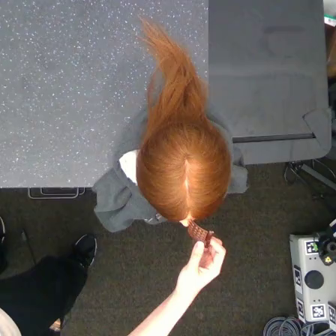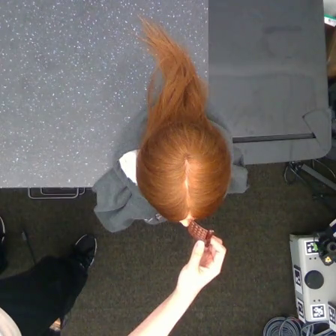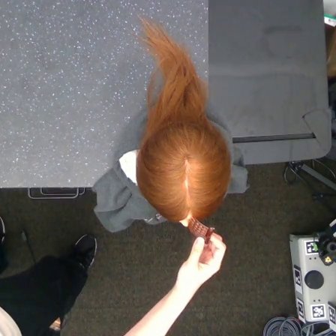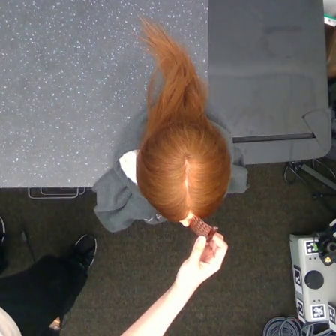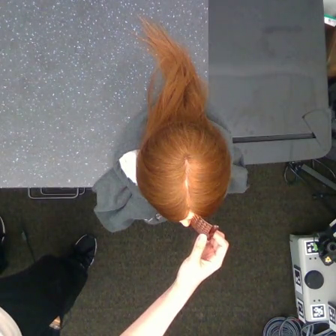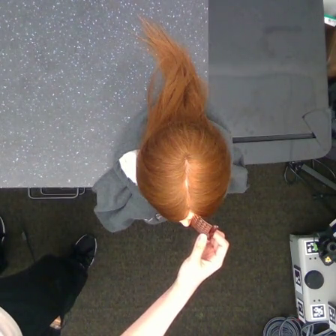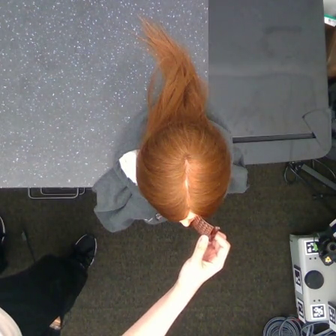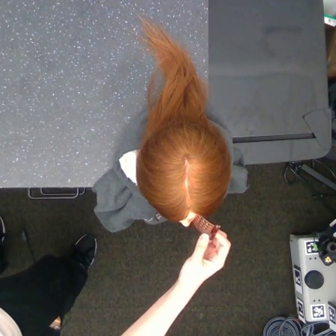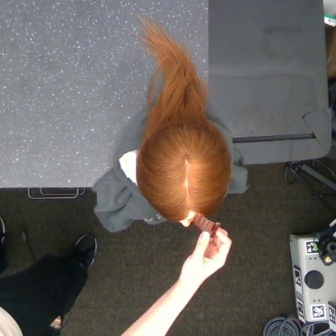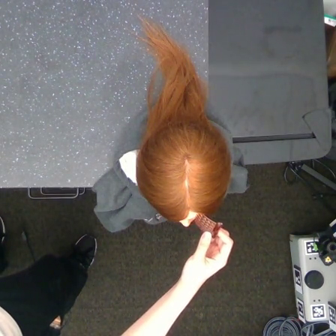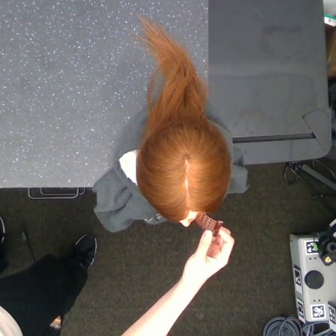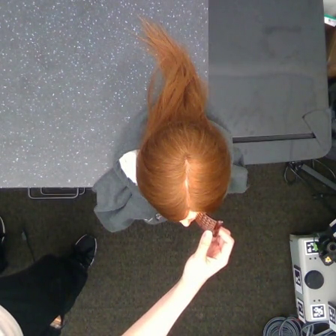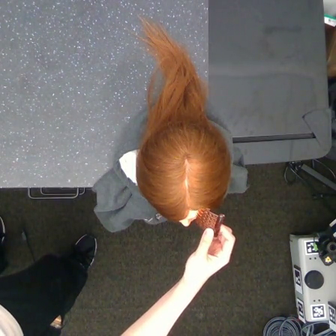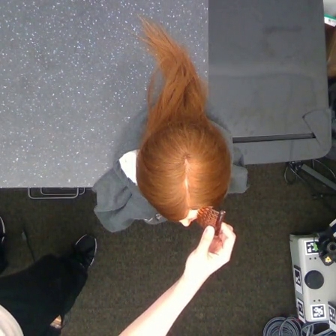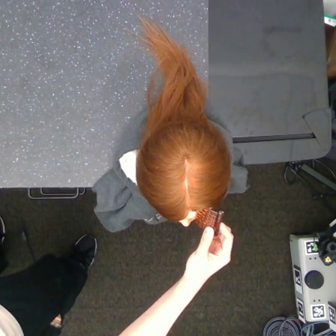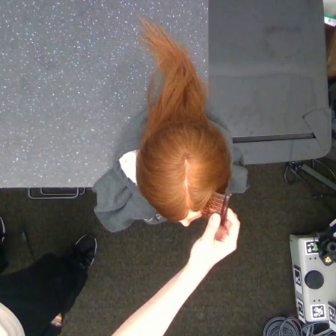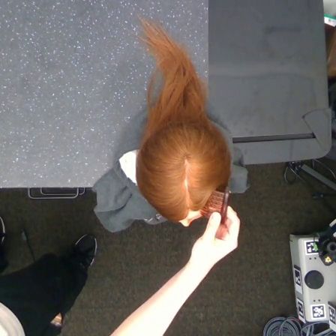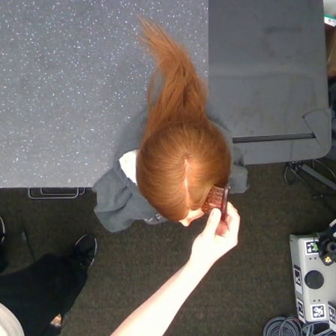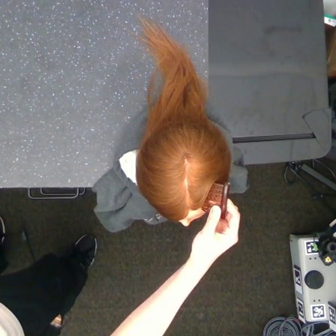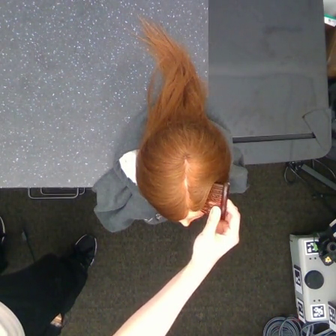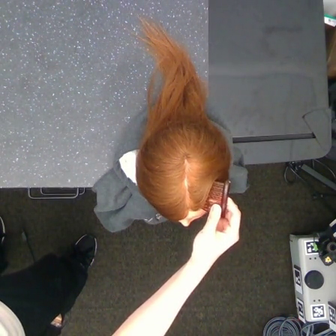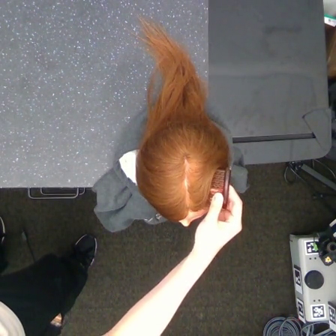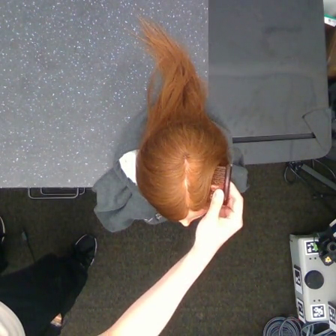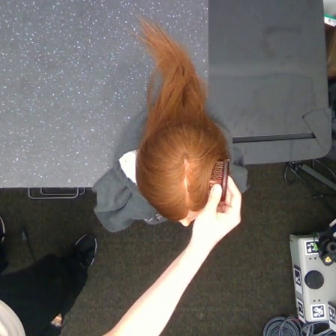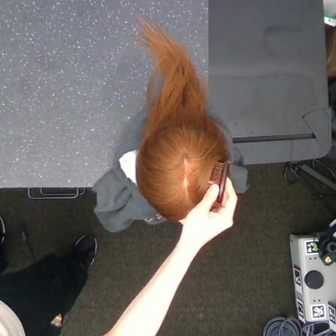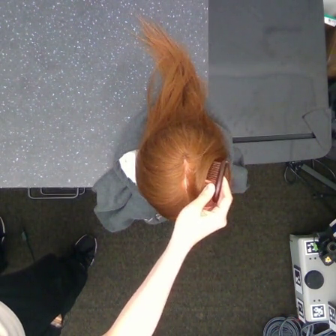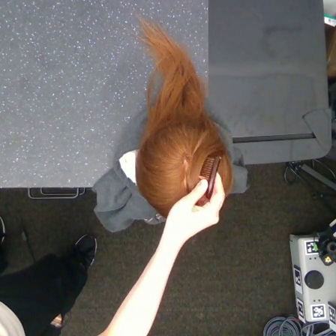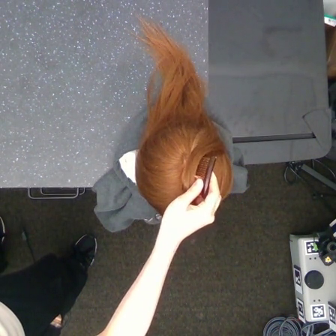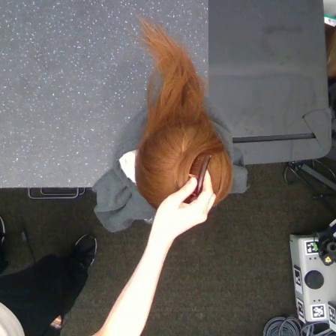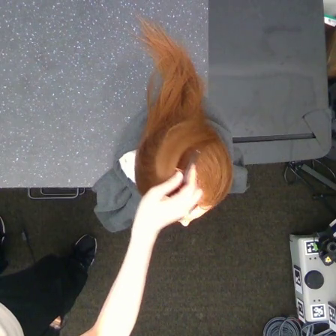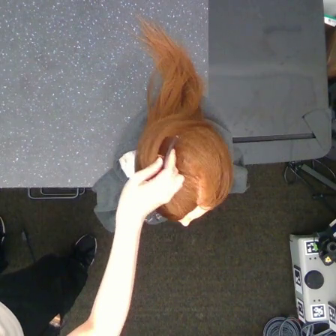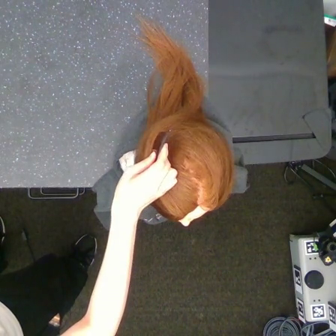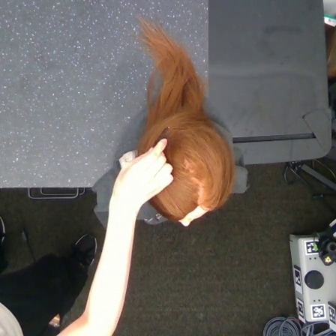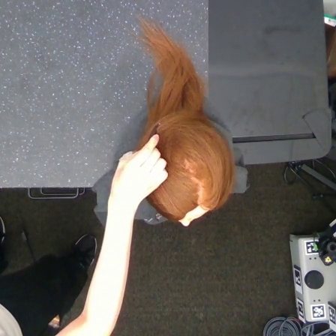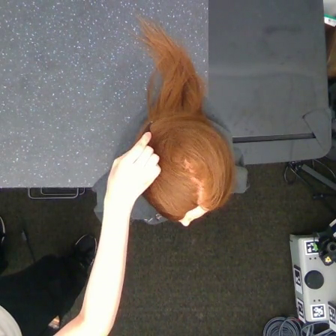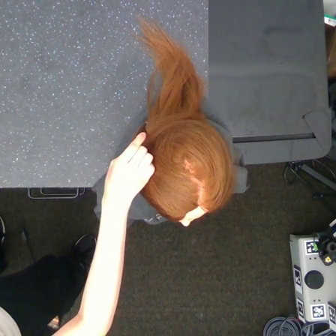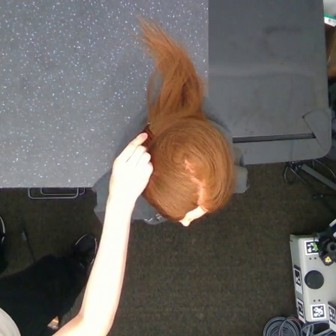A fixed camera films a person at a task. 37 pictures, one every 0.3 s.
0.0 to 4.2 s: The hand goes upward.
4.2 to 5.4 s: The hand goes upward.
5.4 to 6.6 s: The hand moves only a little.
6.6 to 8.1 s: The hand goes to the left.
8.1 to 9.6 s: The hand goes to the left and upward.
9.6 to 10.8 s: The hand goes to the left.
Task: part hair.
Motion: move upward and to the right, then move upward and to the left.
